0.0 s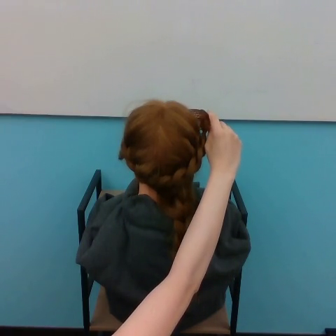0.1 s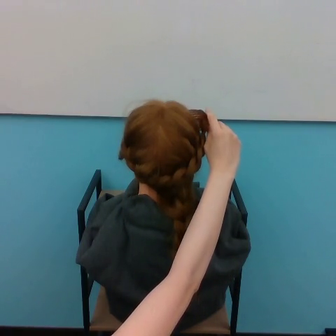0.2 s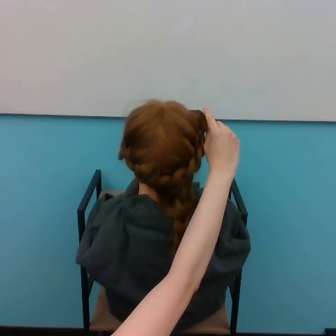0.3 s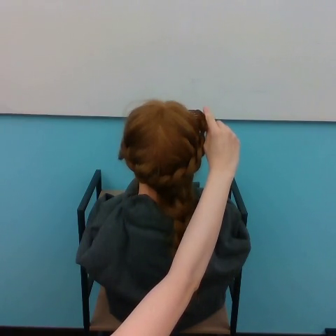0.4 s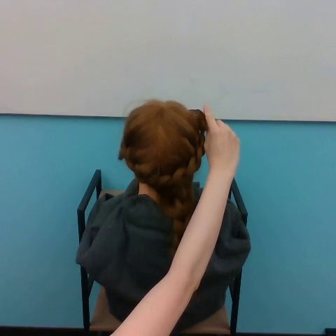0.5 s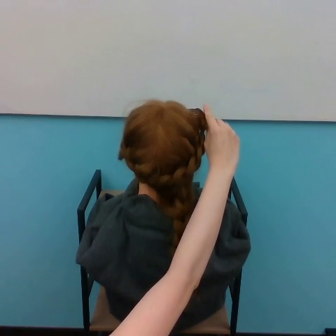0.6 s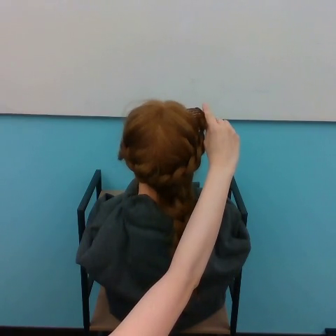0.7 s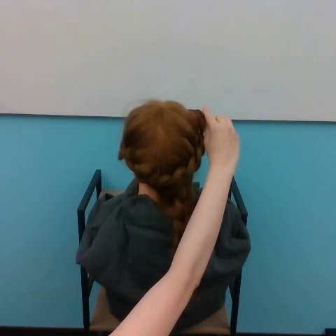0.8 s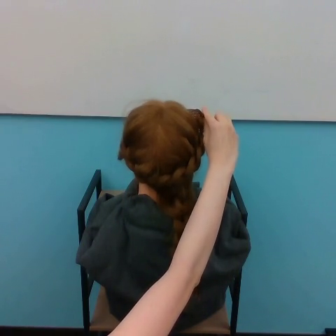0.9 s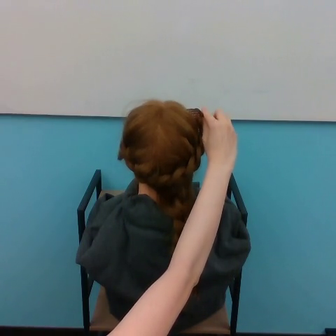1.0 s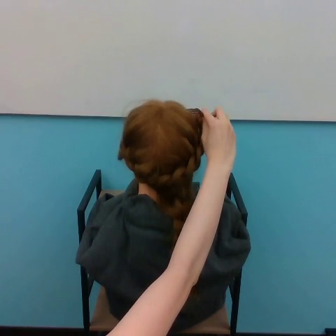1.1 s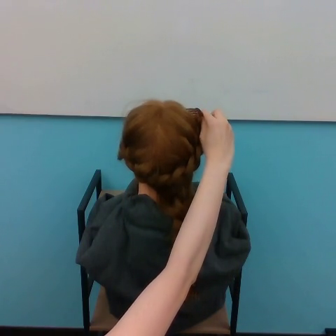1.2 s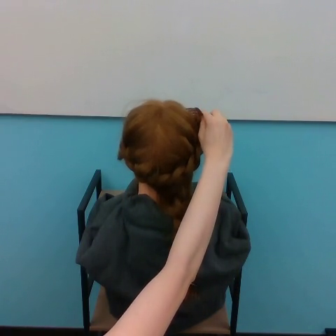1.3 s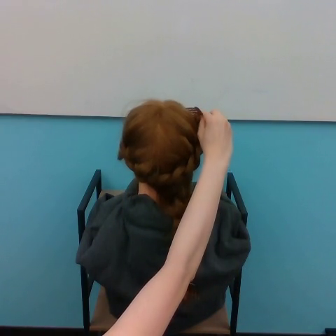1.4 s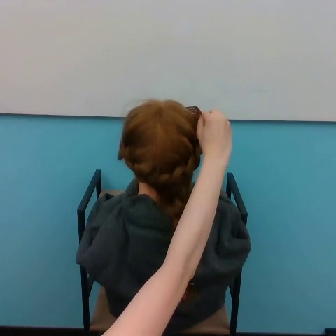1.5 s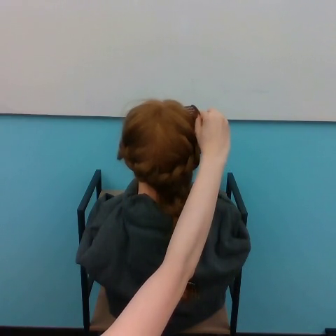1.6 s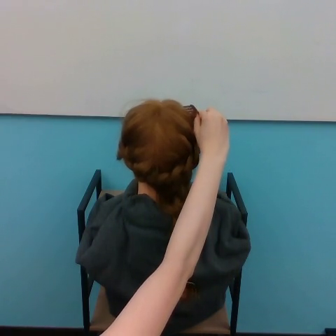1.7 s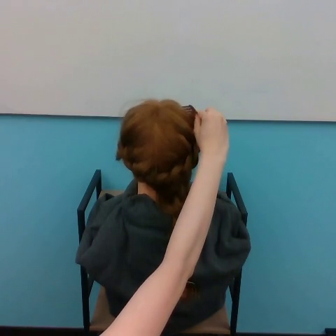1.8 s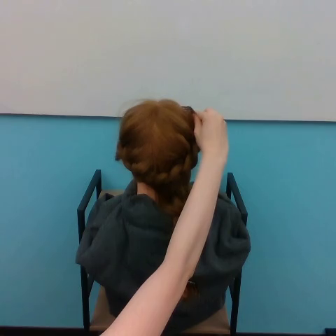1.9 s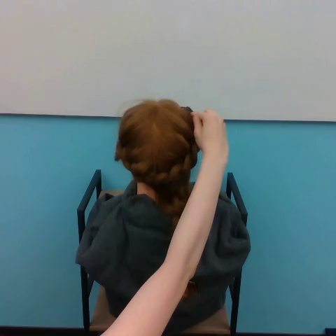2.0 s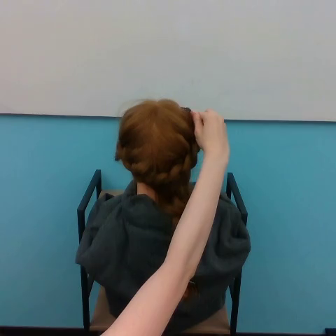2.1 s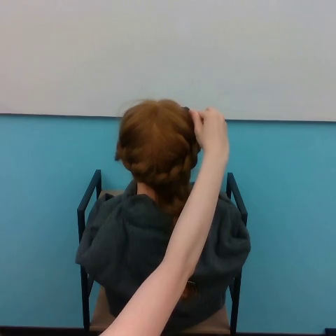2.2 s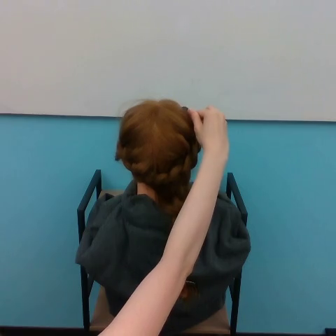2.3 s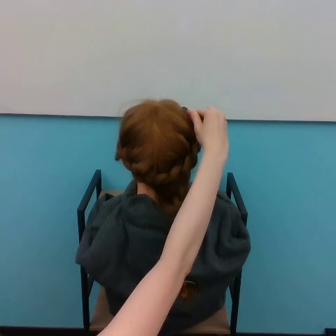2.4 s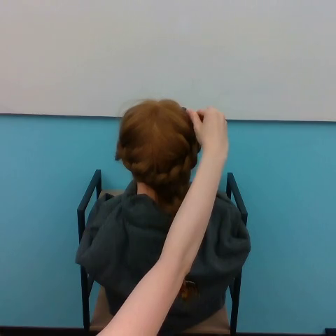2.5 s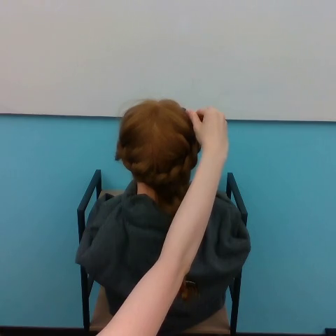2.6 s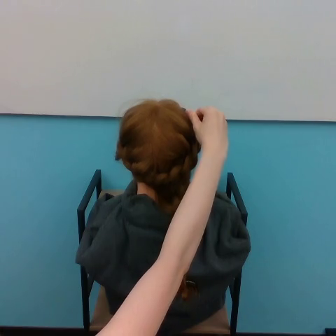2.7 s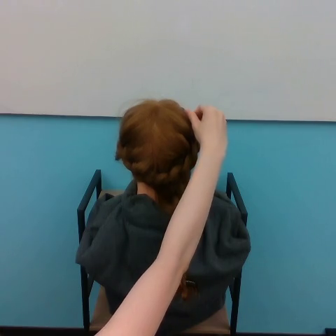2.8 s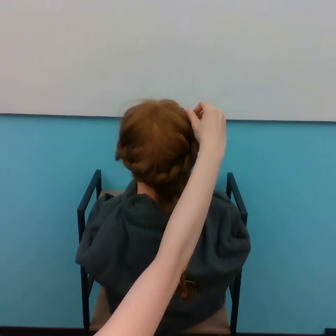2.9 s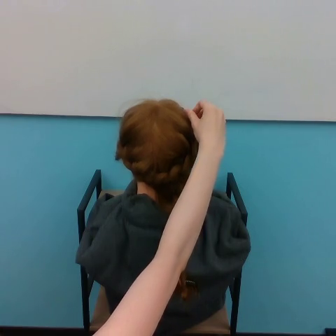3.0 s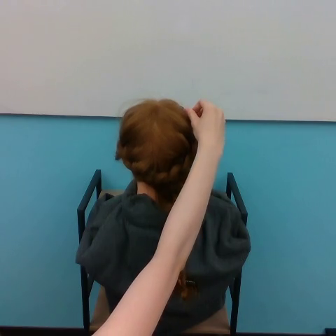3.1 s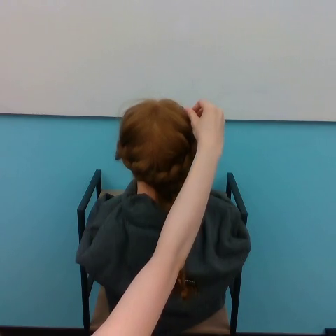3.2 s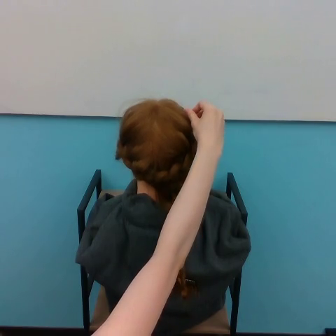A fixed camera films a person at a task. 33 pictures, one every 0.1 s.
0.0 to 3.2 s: The hand goes upward and to the left.
Task: style hair.
